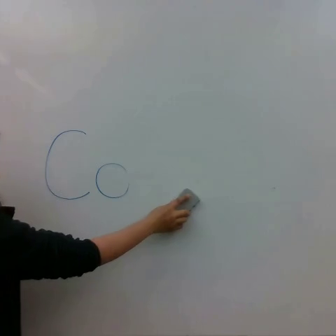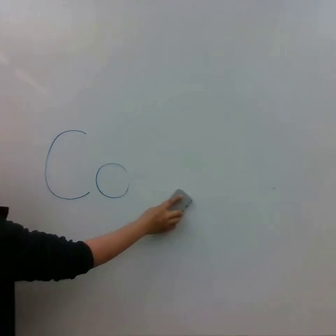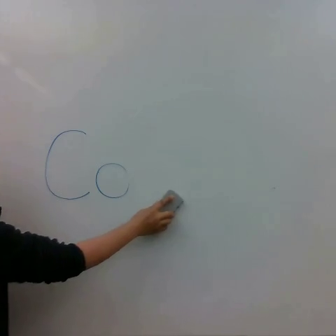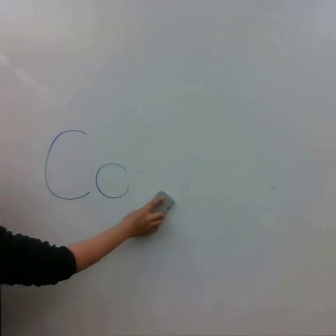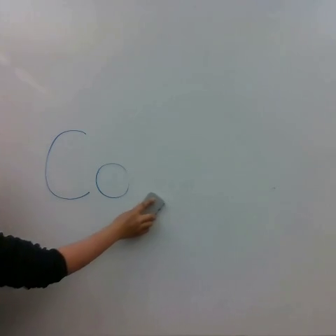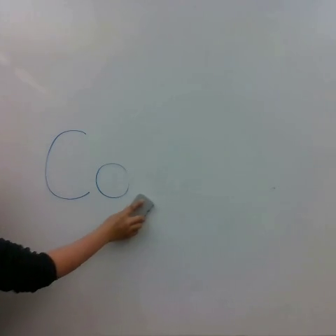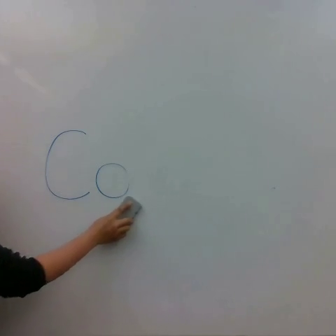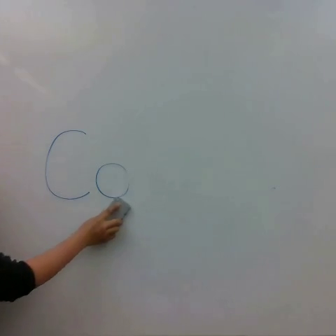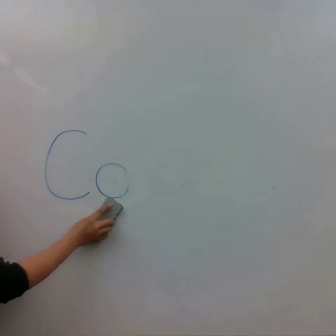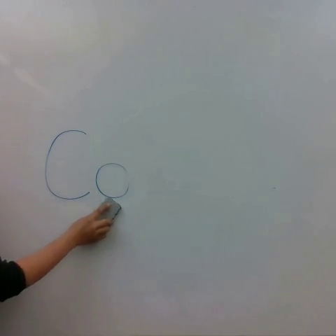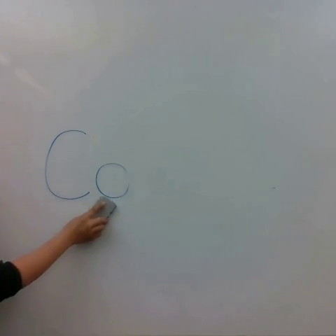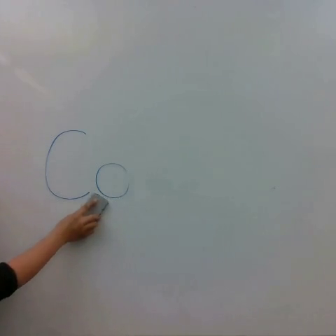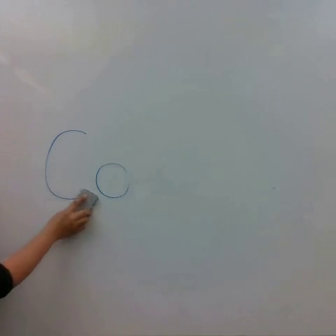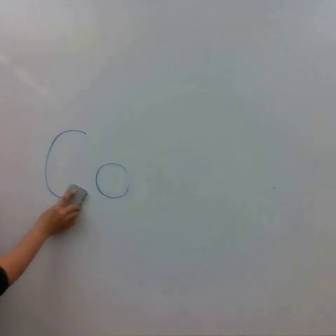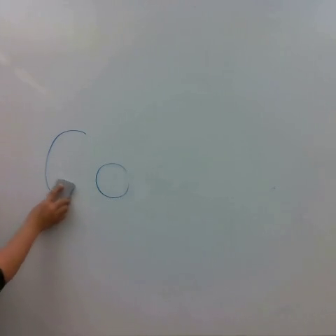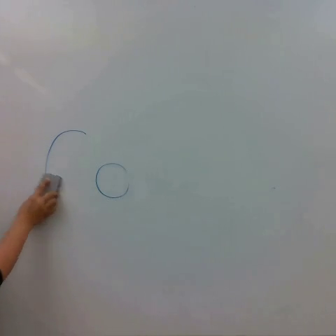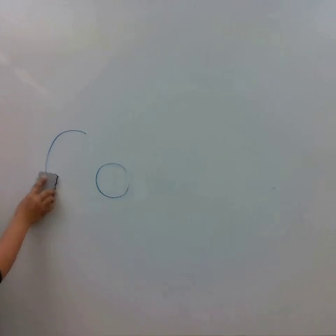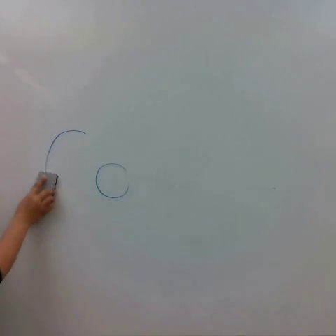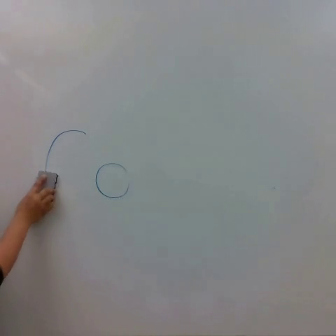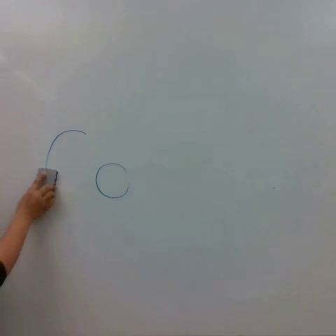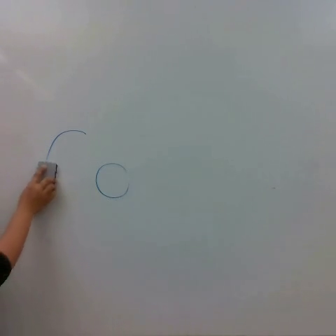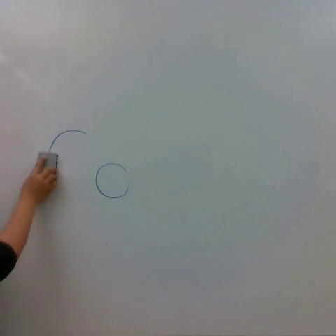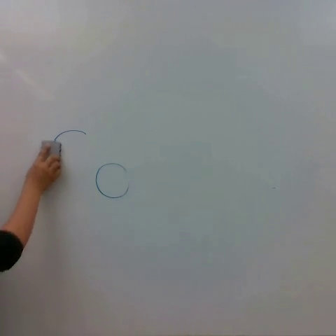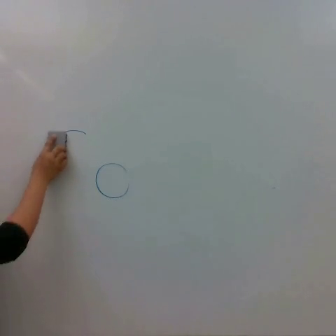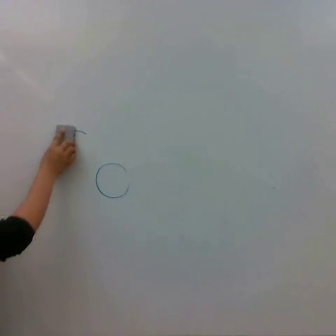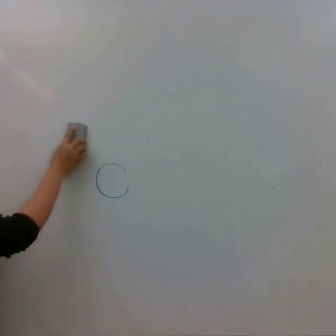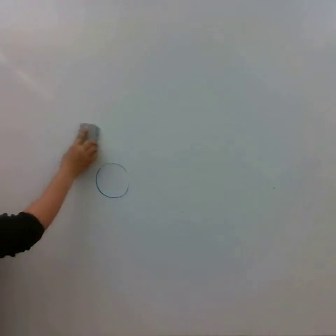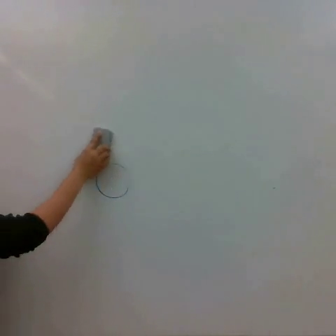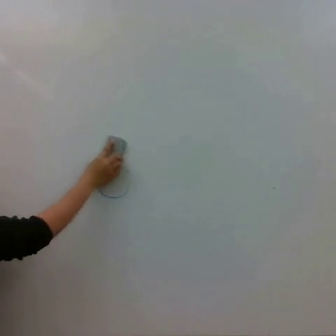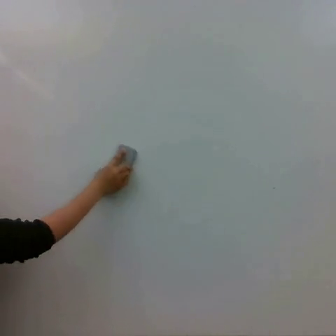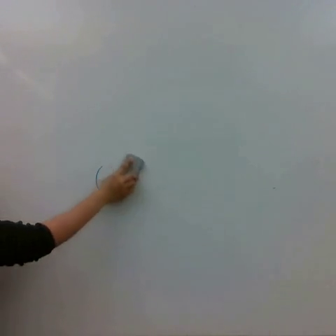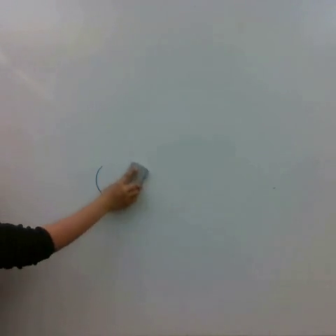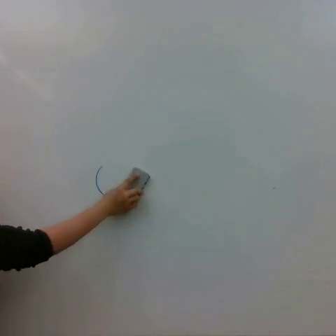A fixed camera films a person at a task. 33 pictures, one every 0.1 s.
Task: erase whiteboard.
0.0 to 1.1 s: The hand goes to the left.
1.1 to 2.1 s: The hand goes upward and to the left.
2.1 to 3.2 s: The hand goes to the right, on a clockwise arc.
In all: It circles clockwise, turning through about 270 degrees.
